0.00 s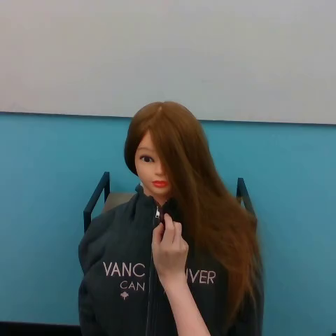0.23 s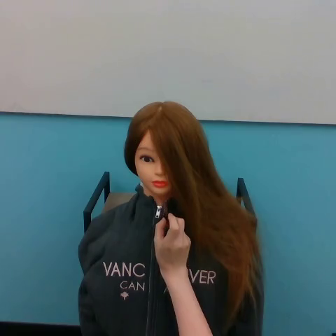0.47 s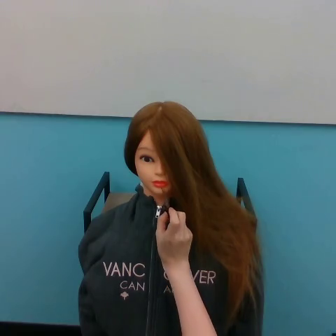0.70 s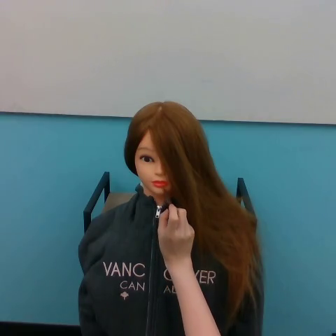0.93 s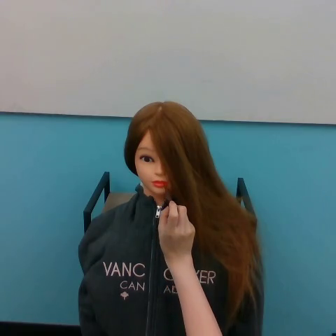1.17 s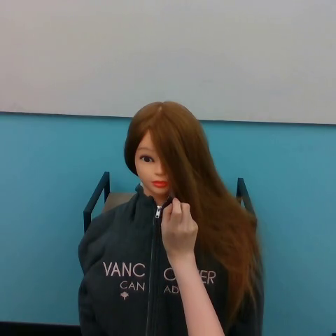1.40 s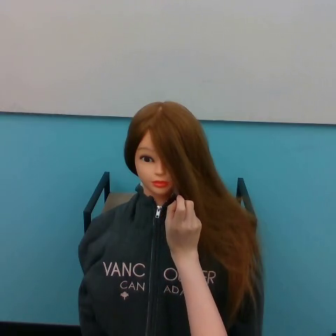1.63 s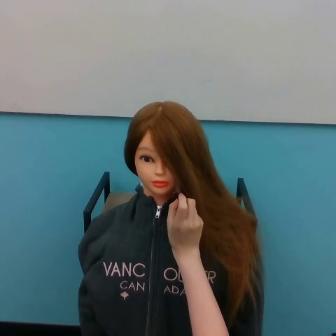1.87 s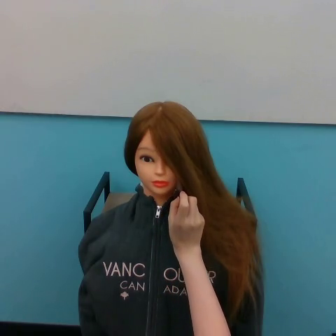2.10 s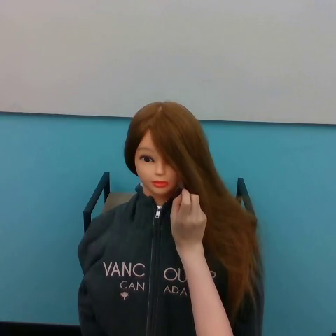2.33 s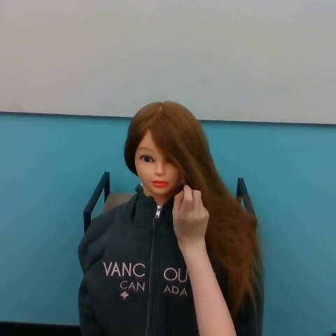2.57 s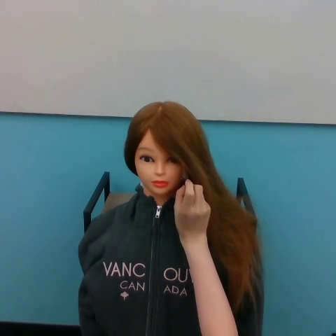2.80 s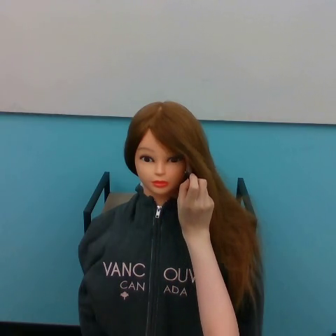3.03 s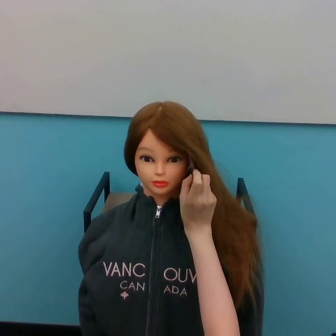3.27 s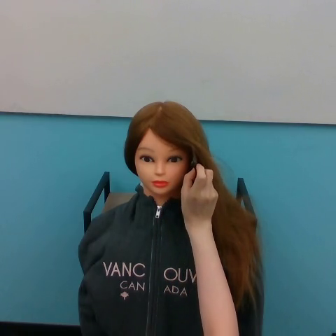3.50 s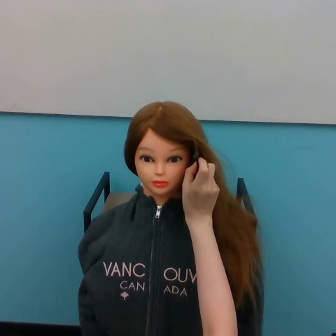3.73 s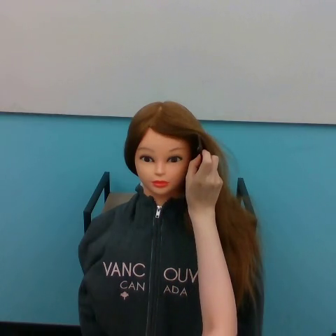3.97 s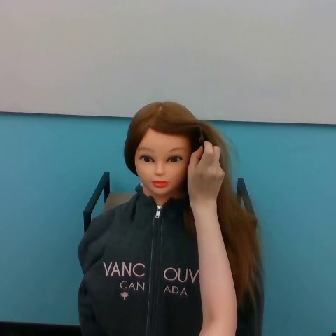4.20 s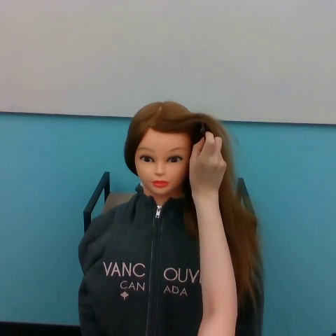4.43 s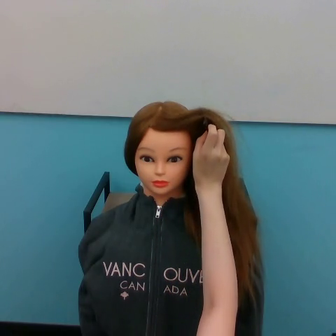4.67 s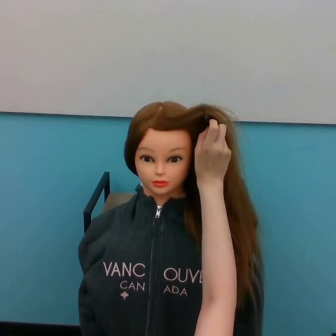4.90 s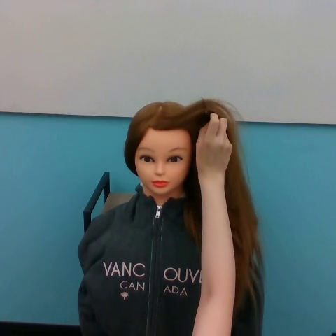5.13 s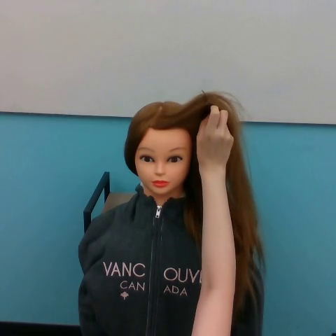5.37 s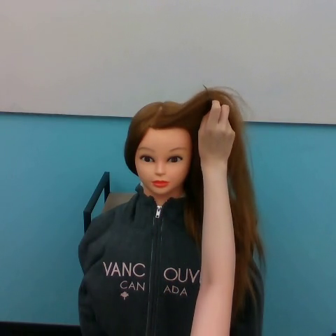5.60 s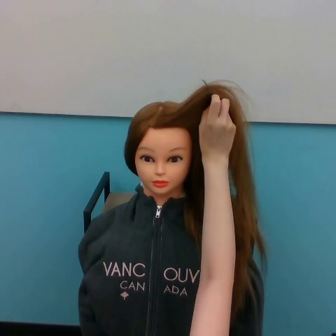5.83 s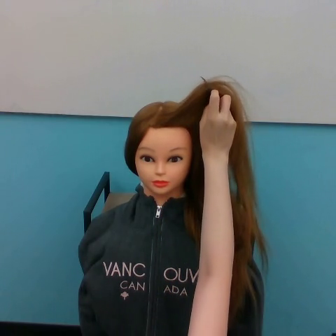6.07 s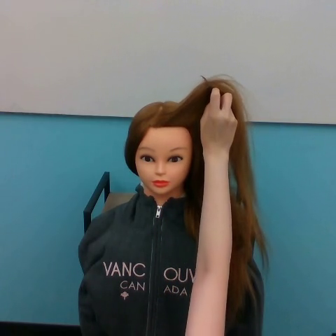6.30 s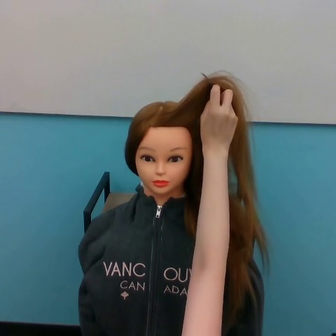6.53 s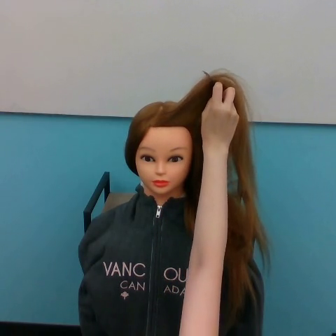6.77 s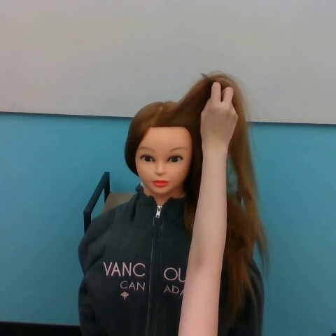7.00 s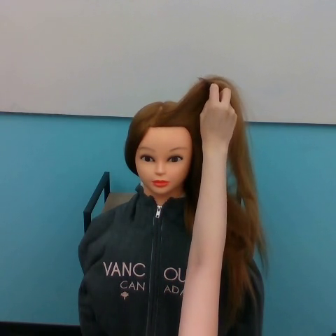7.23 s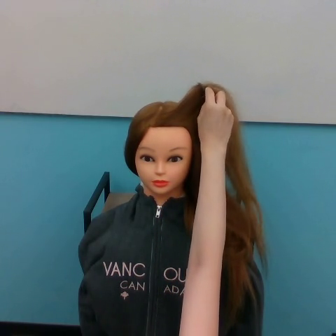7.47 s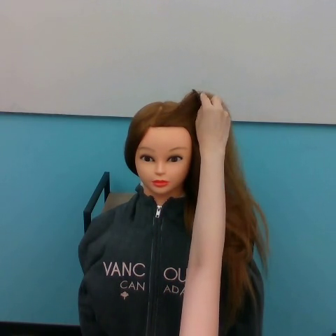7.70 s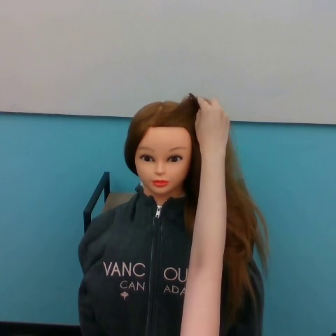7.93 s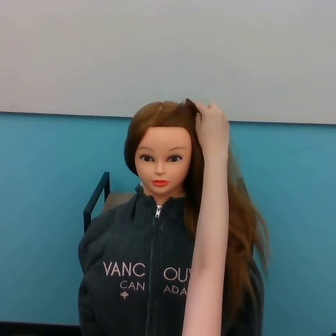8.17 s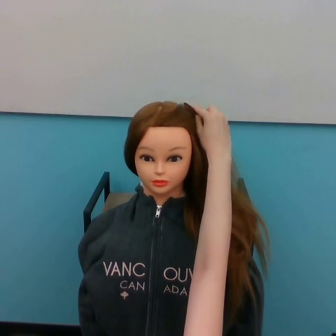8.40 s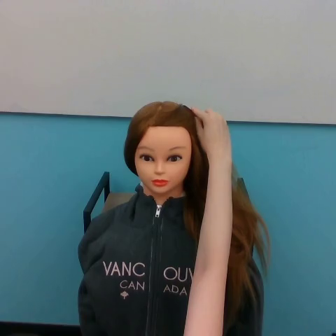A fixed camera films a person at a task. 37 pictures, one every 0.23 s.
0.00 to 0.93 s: The hand goes upward.
0.93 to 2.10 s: The hand moves only a little.
2.10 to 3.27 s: The hand goes upward.
3.27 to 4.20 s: The hand goes upward.
4.20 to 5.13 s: The hand goes upward.
5.13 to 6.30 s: The hand goes upward.
6.30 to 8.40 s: The hand goes downward, on a counterclockwise arc.
Task: tidy front hair.
Motion: move upward and to the right, then move downward and to the left shortly.
